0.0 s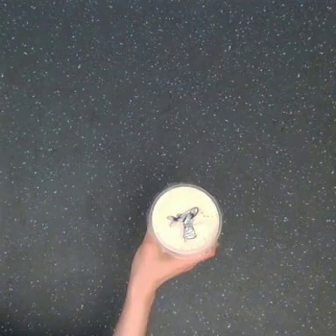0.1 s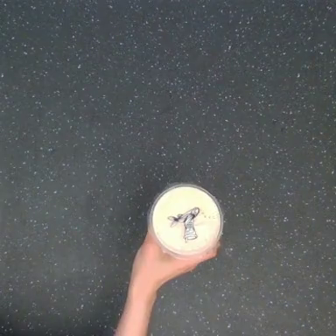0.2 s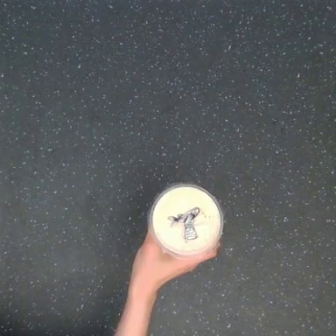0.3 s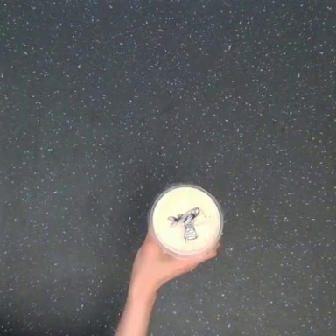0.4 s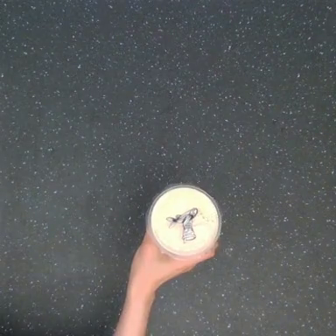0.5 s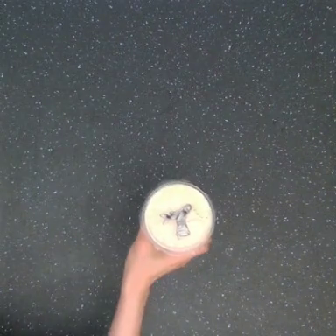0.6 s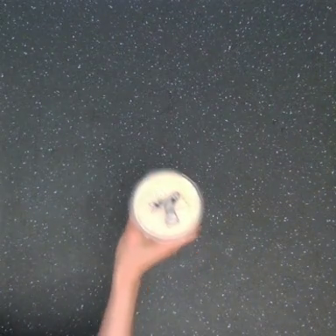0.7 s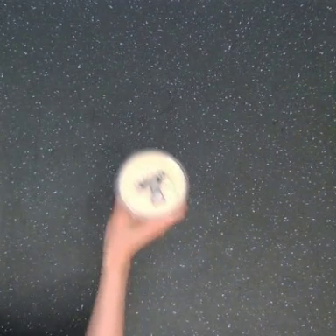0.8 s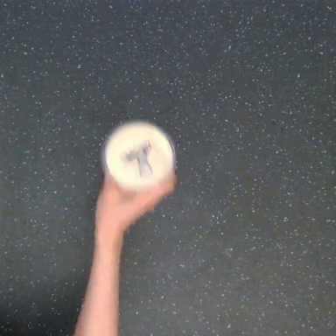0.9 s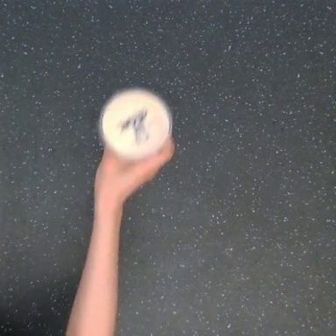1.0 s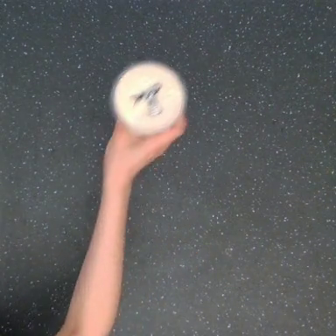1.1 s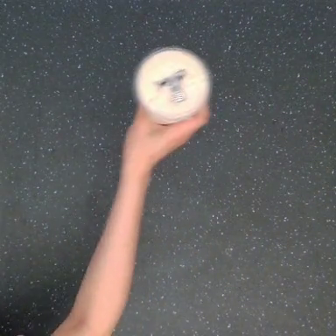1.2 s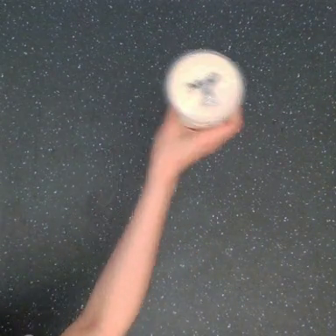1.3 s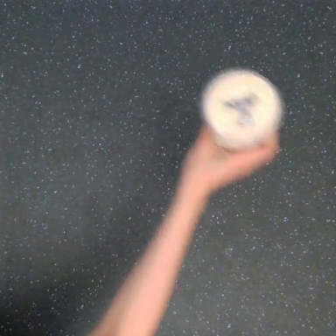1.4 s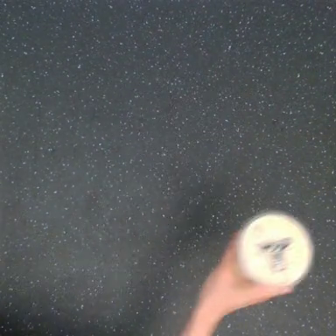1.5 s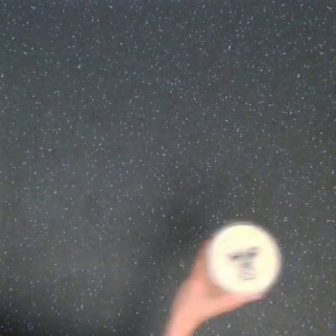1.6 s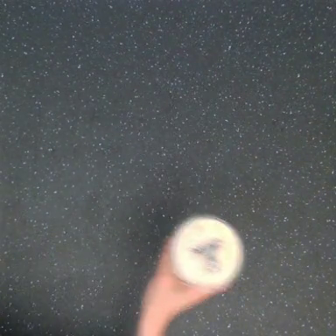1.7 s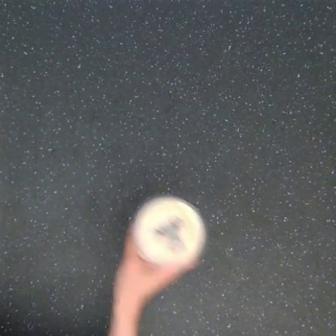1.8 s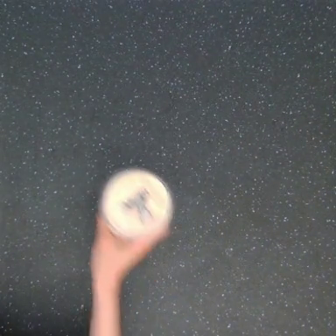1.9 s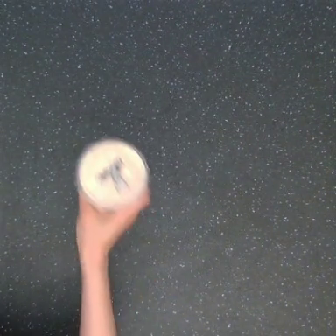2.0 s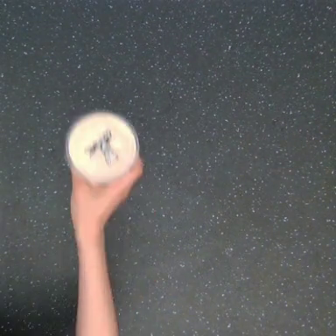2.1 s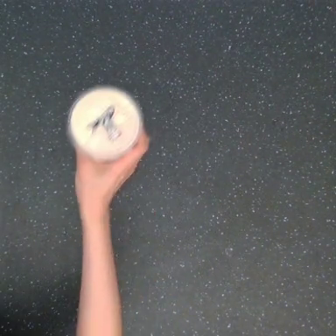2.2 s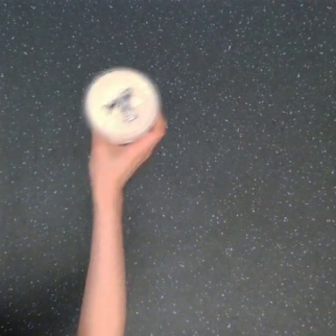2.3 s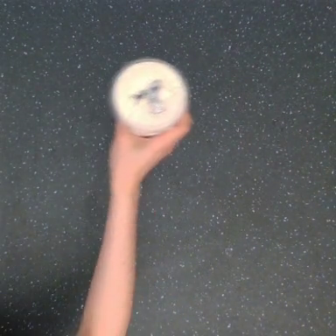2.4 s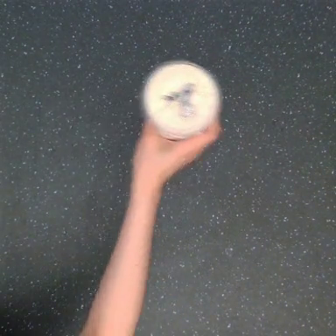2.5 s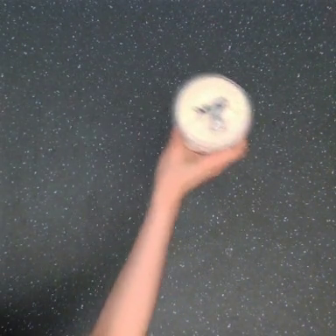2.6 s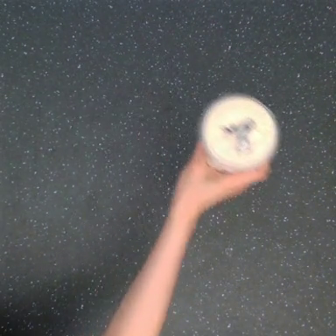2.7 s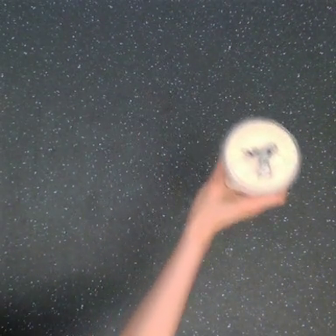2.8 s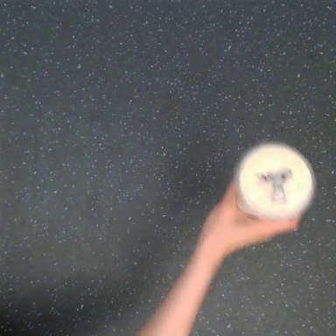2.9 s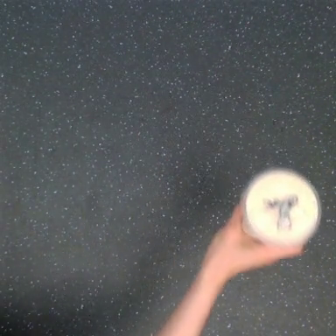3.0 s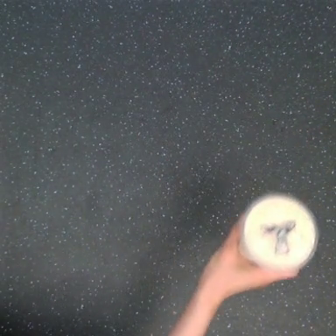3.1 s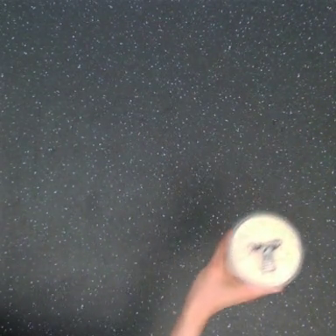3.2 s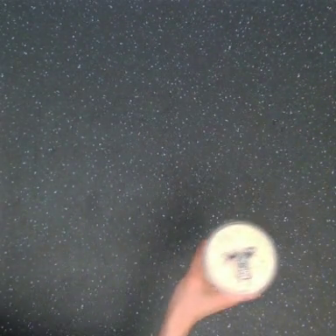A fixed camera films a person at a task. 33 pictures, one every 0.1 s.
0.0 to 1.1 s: The hand goes upward.
1.1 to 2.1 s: The hand goes downward, then upward.
2.1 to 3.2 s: The hand goes to the right and downward.
In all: It circles clockwise, turning through about 630 degrees.
Task: shake the boba.
